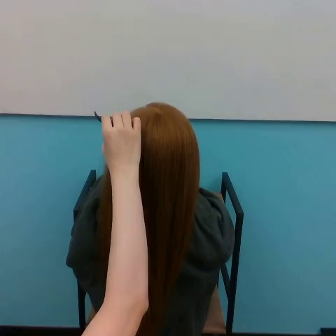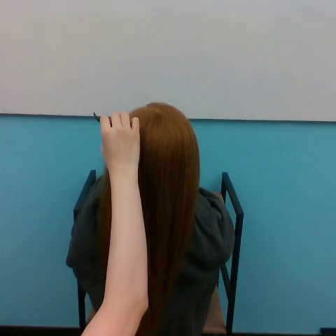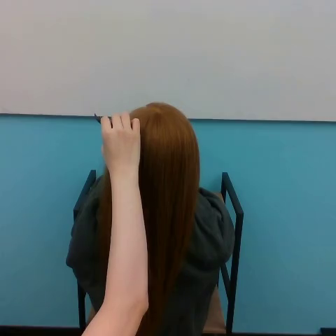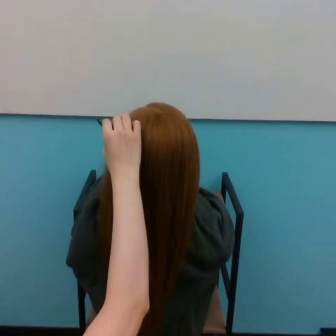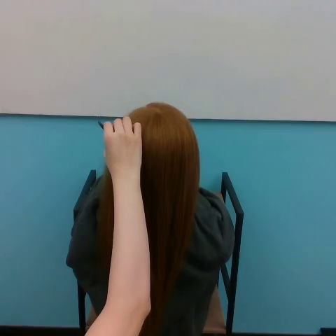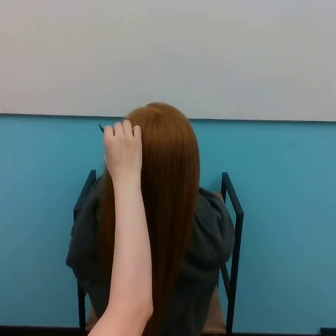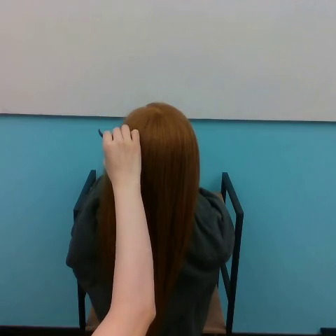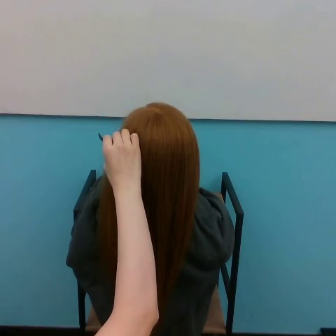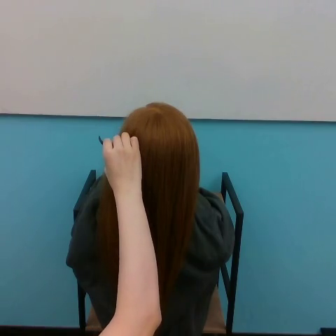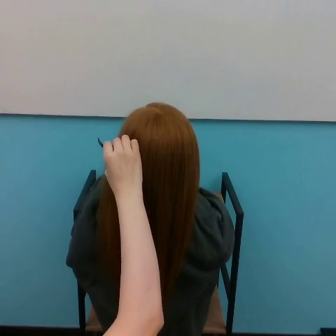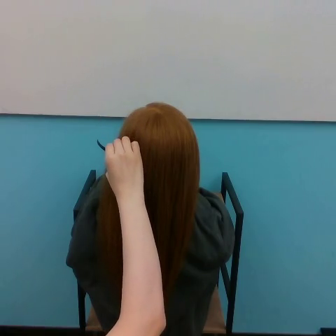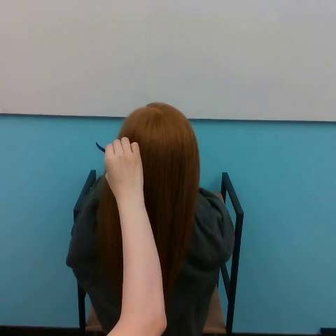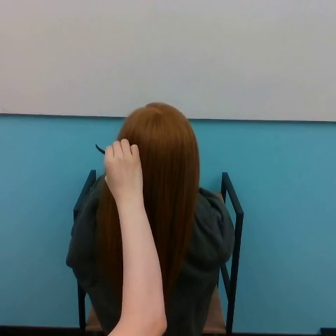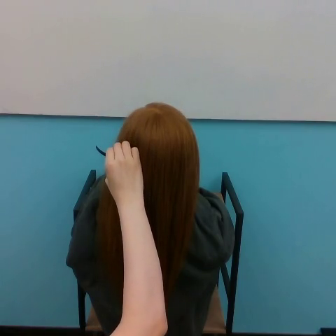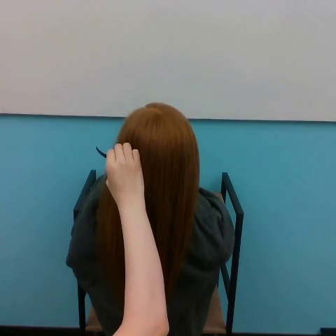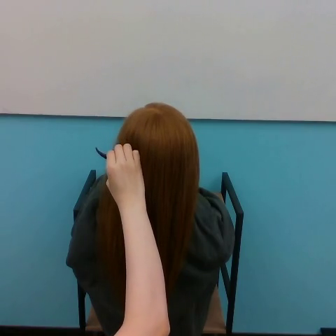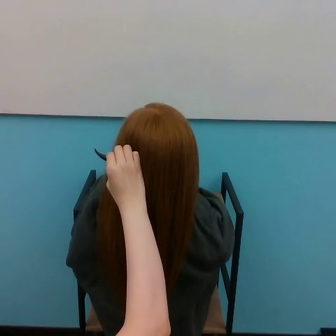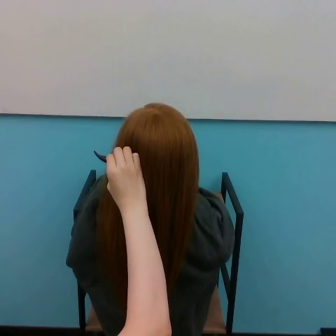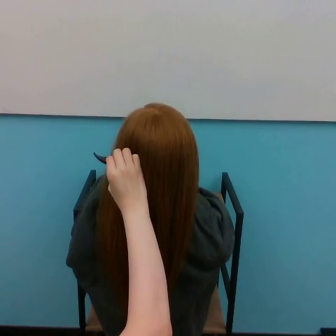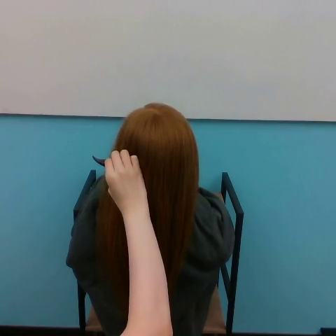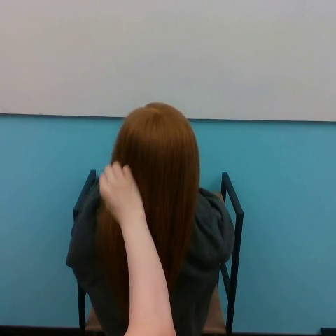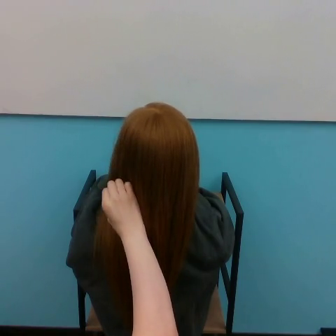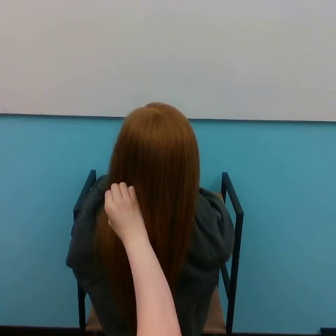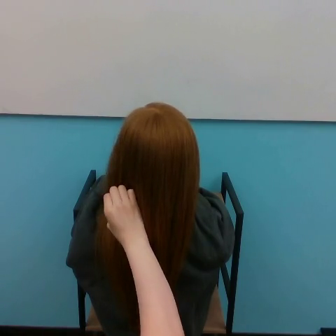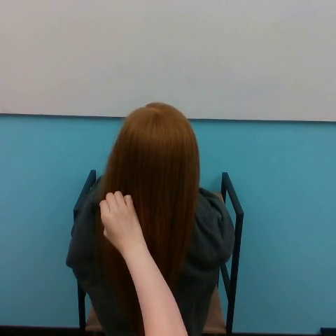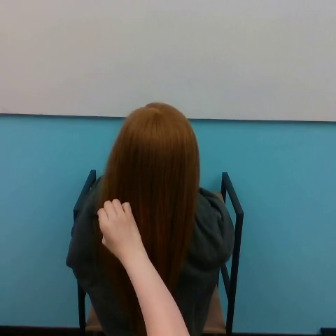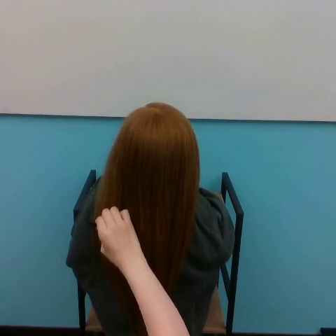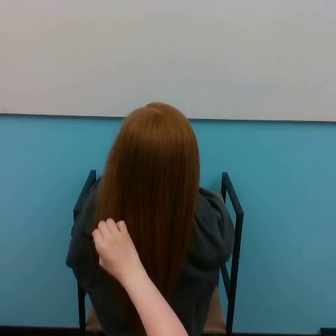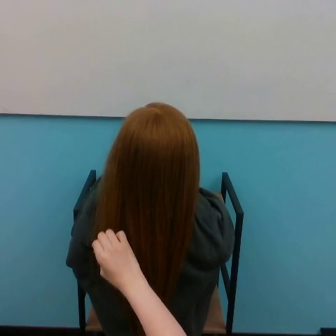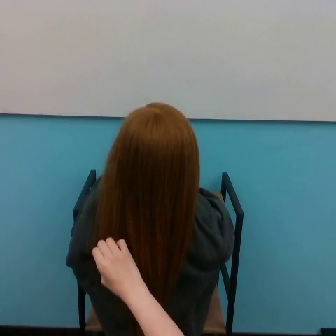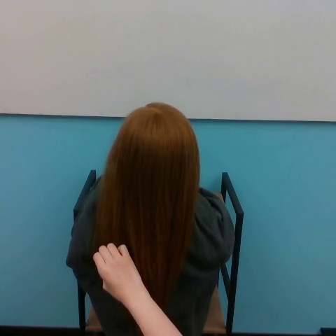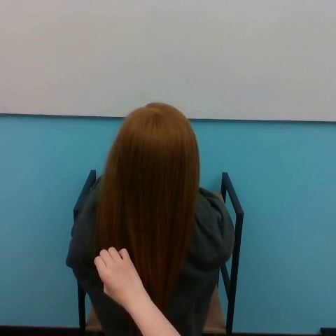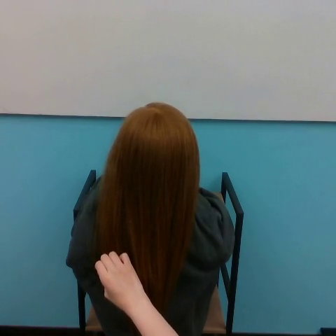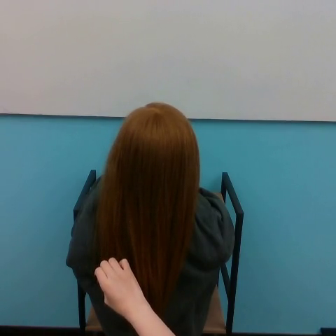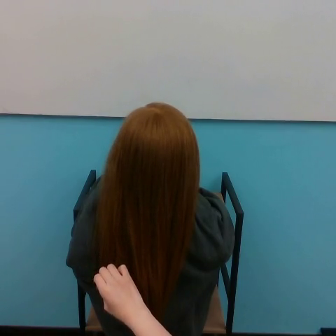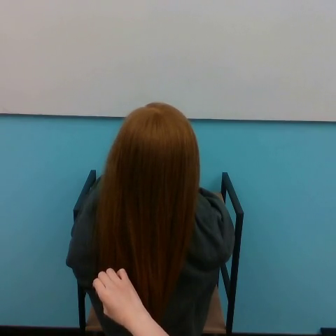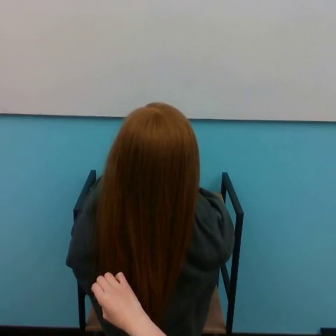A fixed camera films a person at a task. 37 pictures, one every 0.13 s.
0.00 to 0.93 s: The hand goes downward.
0.93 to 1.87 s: The hand goes downward.
1.87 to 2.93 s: The hand goes downward.
2.93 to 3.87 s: The hand goes downward.
3.87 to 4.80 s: The hand goes downward.
Task: brush hair.
Motion: move downward.
